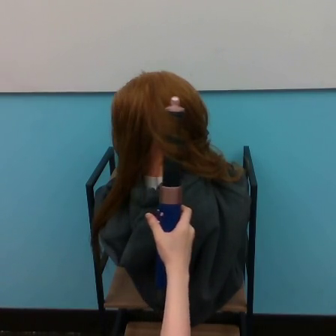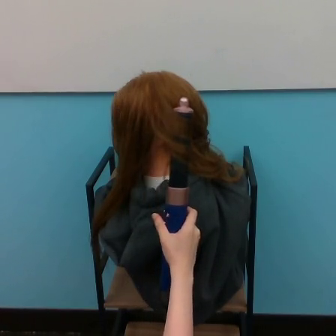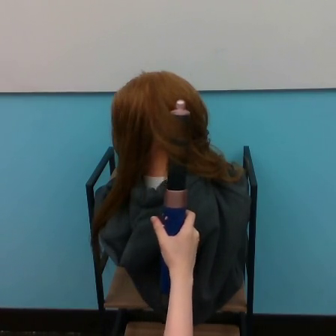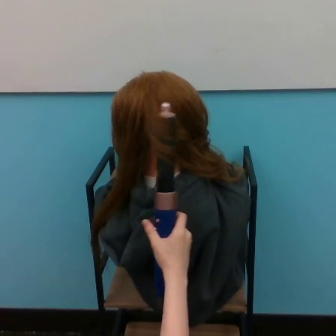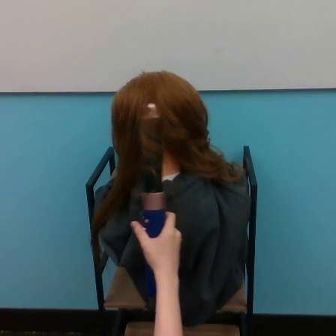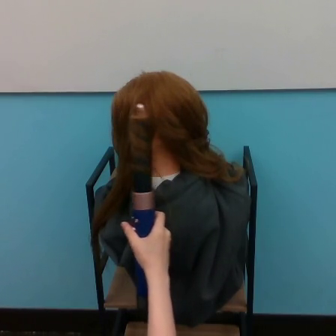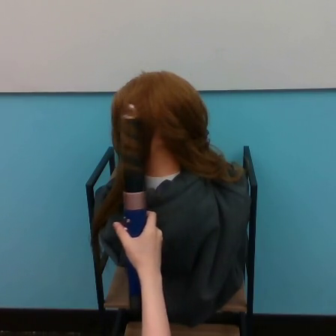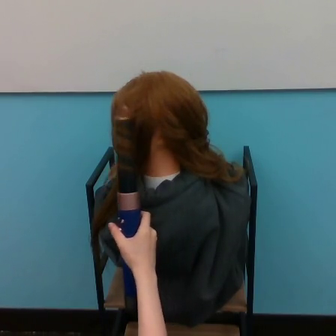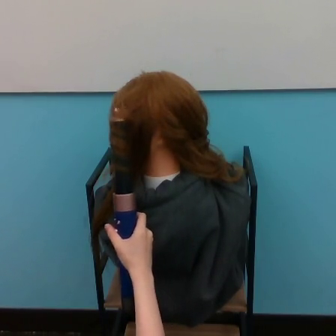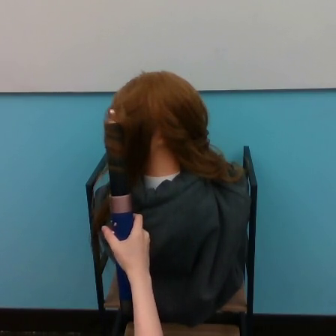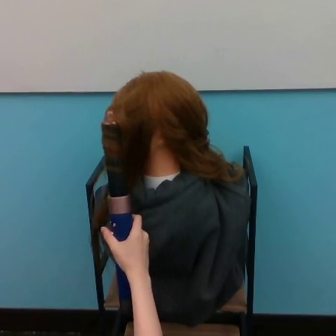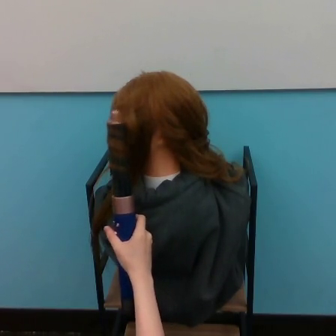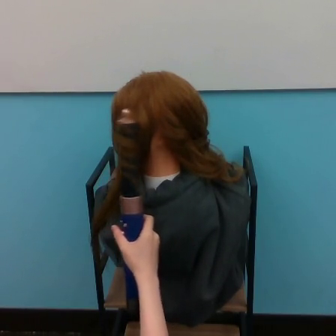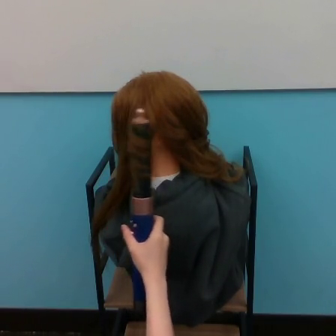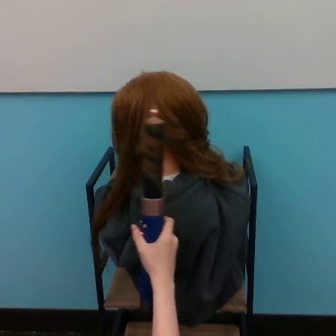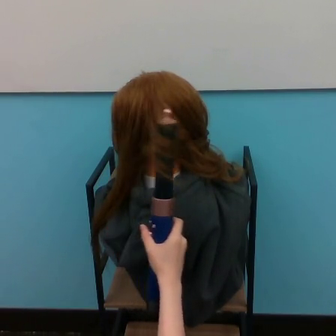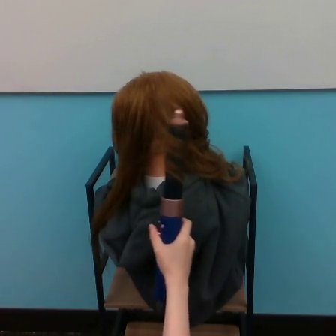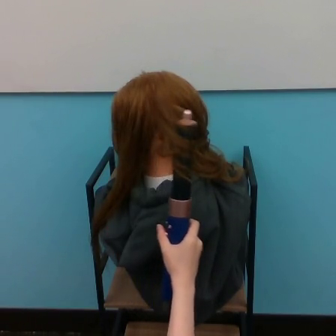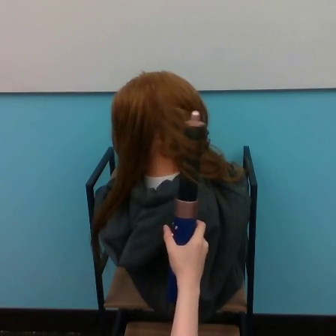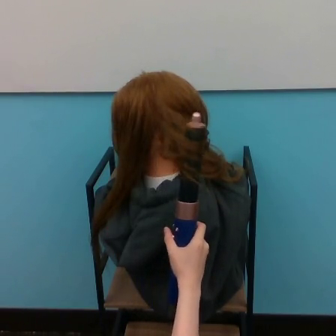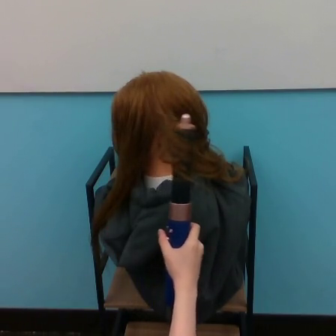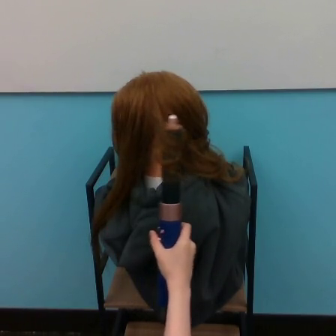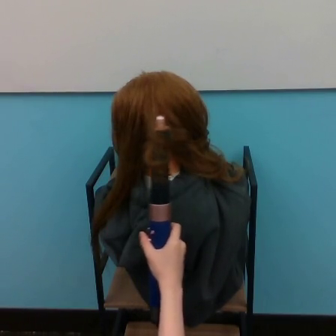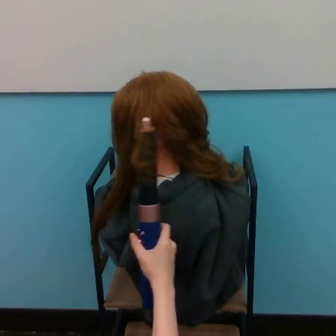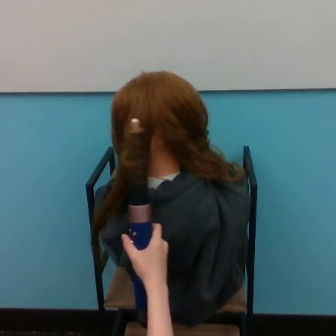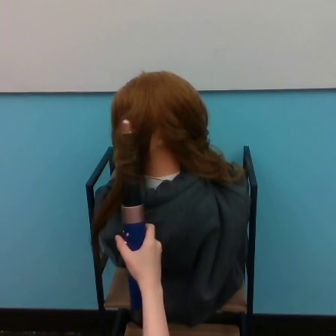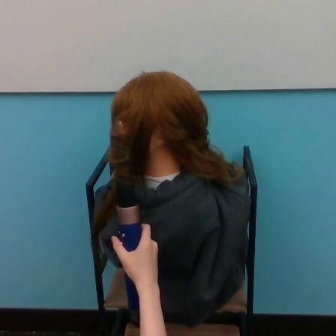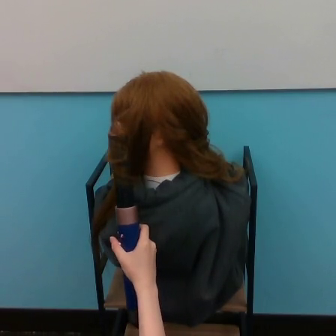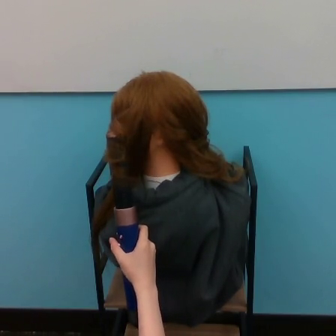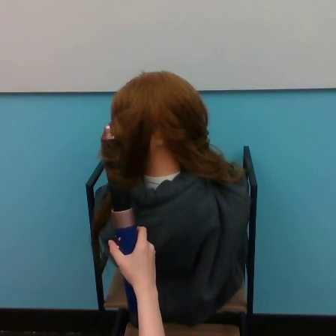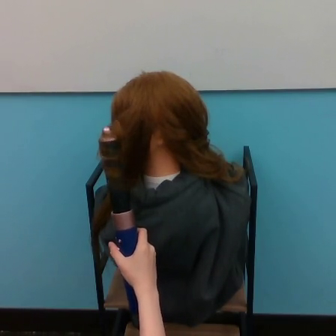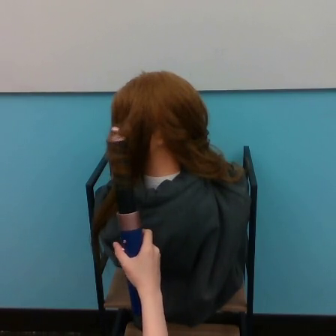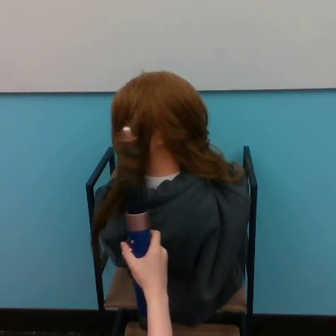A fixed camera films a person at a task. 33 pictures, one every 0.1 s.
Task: curl hair.
0.0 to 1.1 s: The hand goes to the left.
1.1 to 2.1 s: The hand goes to the right.
2.1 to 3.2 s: The hand goes to the left.
